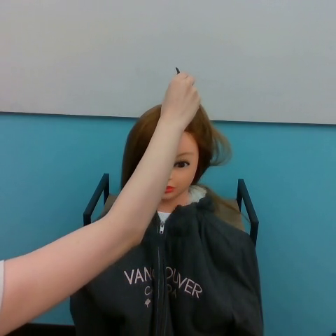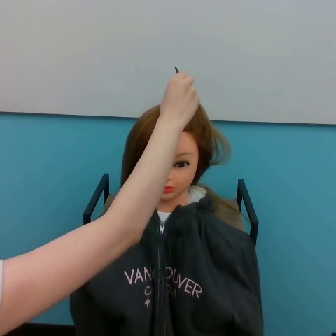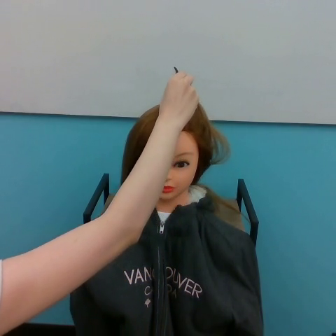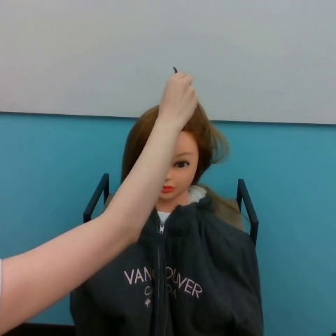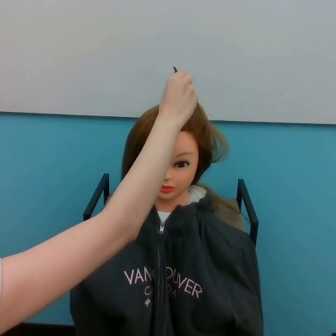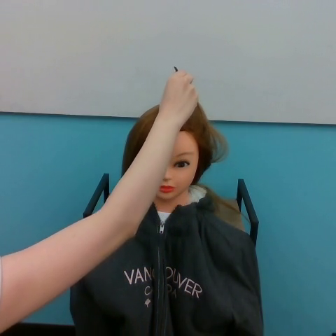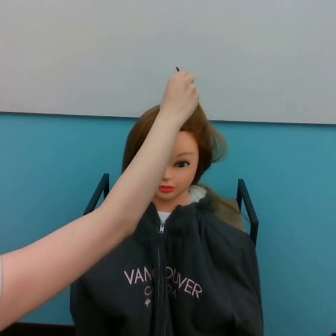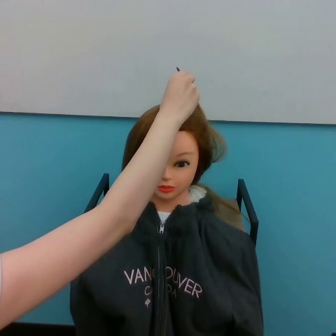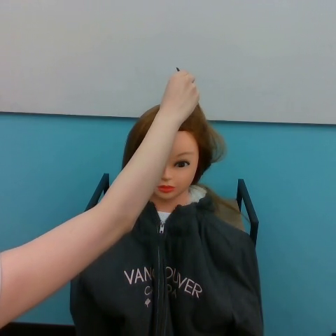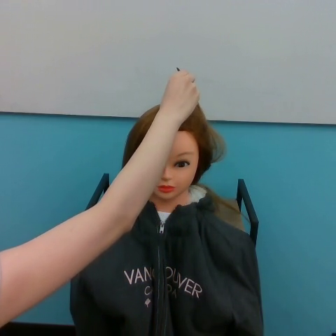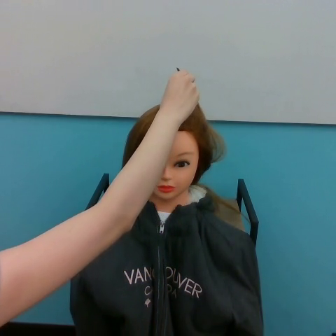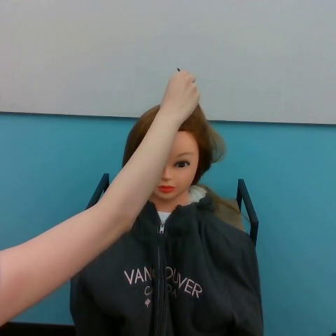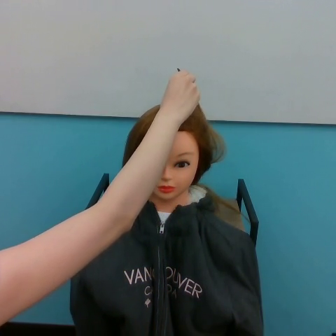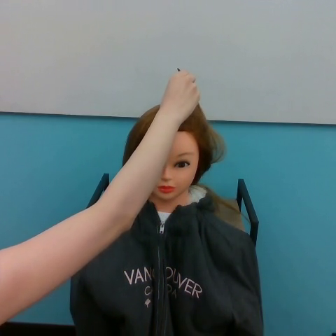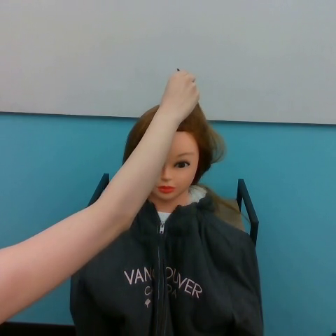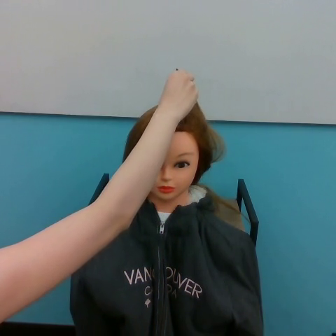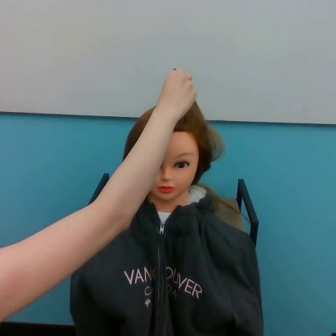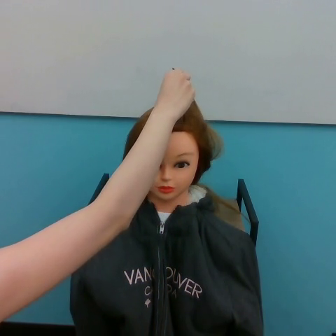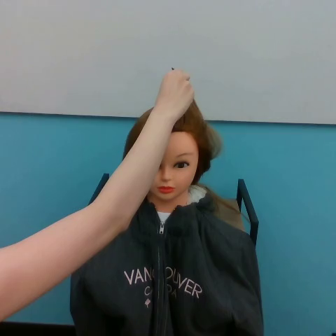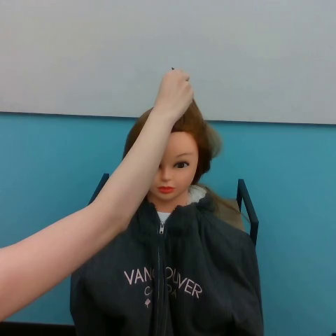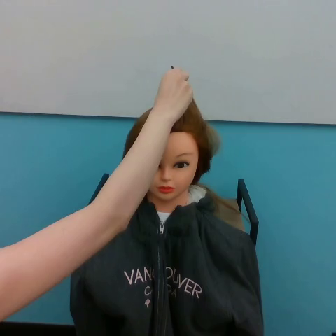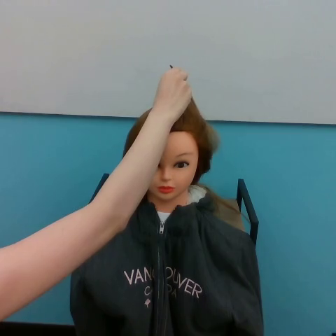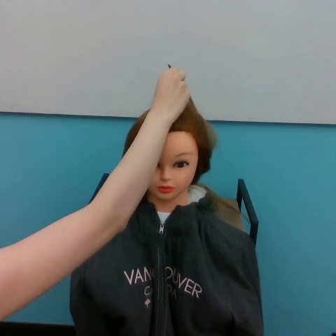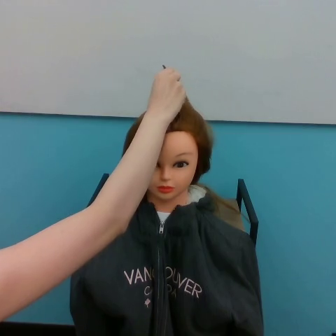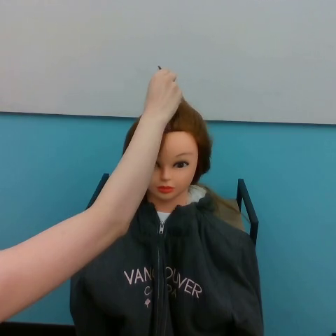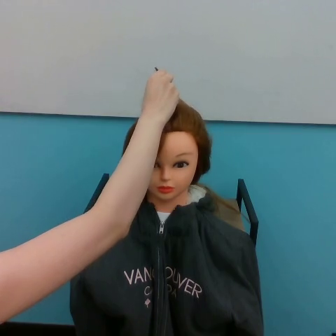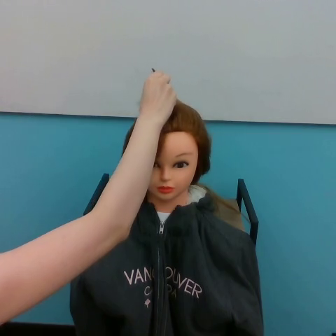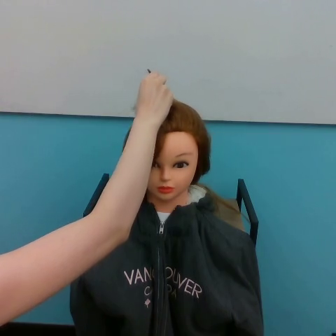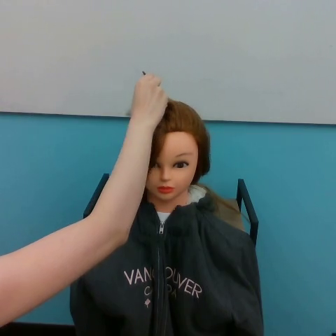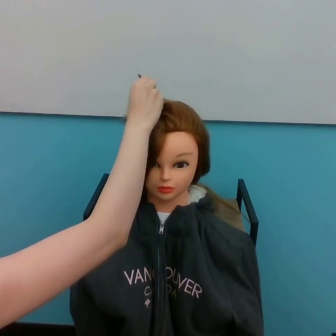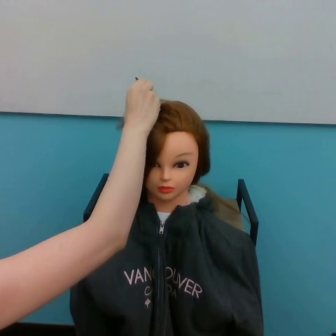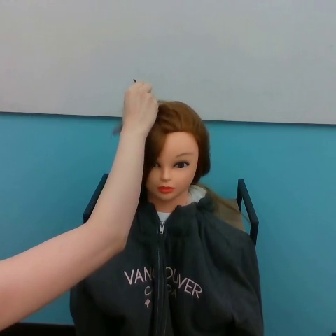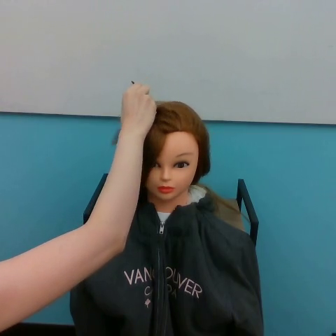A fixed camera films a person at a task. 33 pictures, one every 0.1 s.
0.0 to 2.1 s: The hand moves only a little.
2.1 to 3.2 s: The hand goes to the left.
Task: part hair.
